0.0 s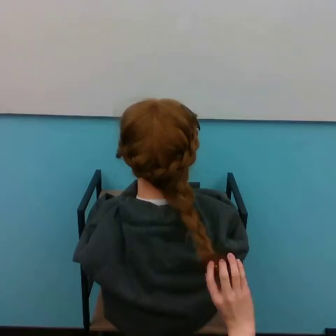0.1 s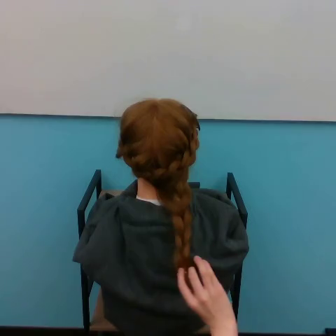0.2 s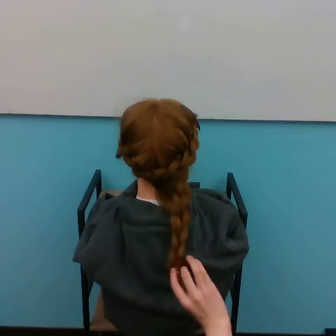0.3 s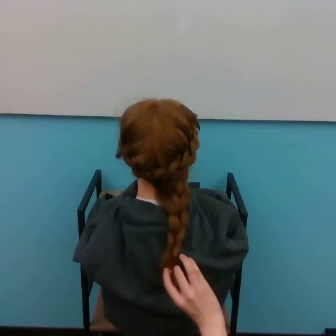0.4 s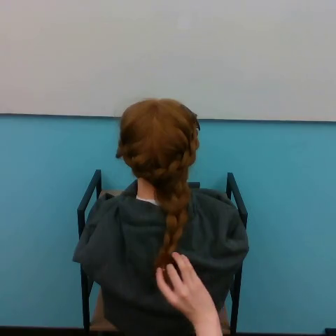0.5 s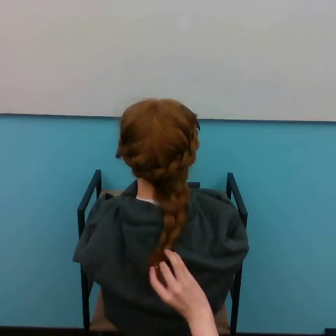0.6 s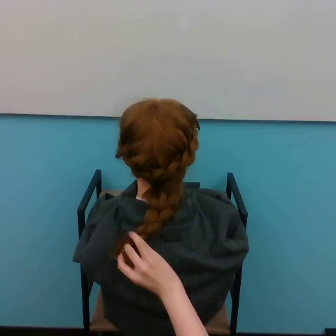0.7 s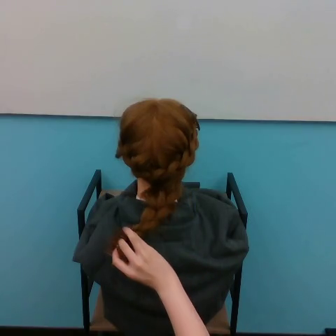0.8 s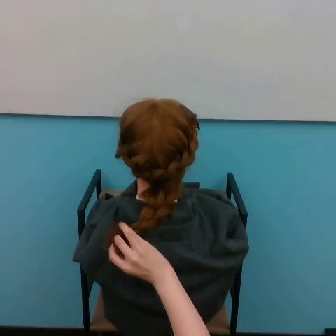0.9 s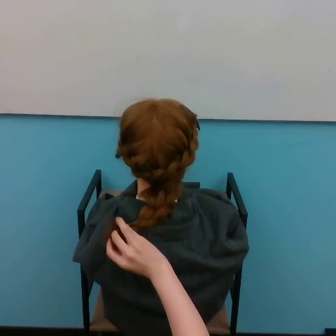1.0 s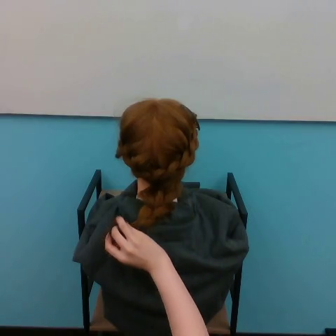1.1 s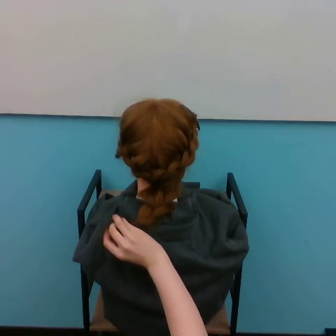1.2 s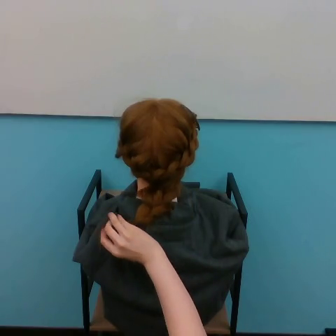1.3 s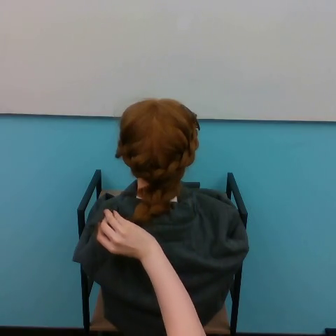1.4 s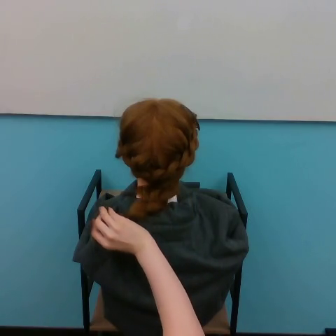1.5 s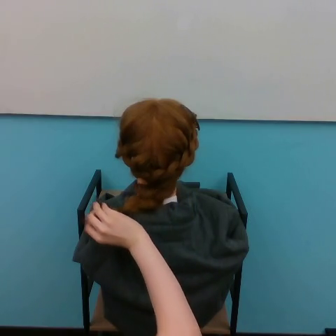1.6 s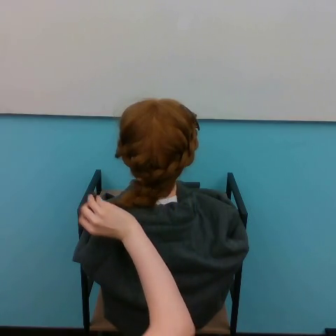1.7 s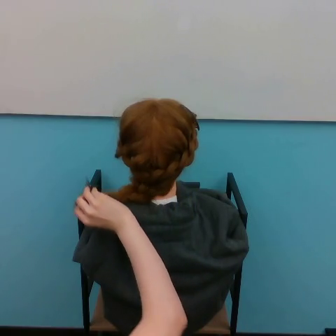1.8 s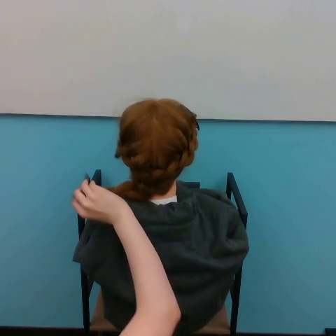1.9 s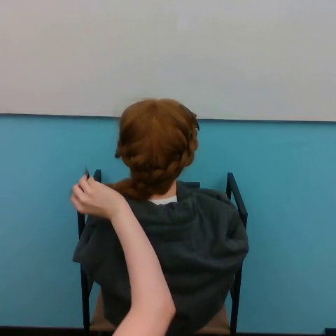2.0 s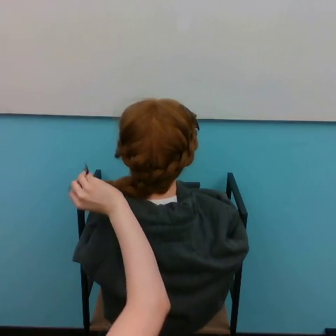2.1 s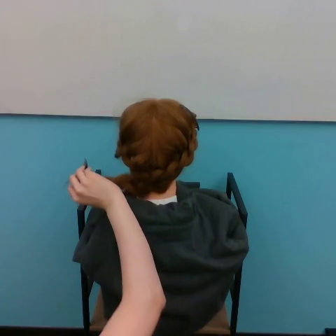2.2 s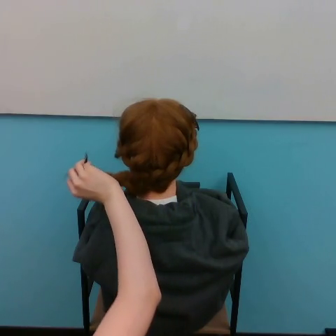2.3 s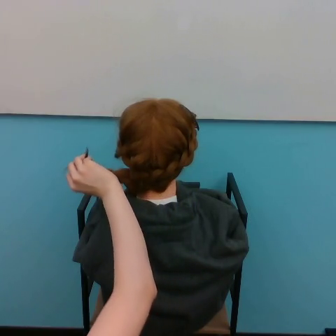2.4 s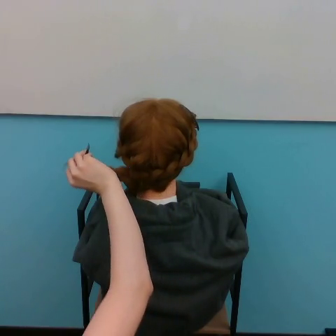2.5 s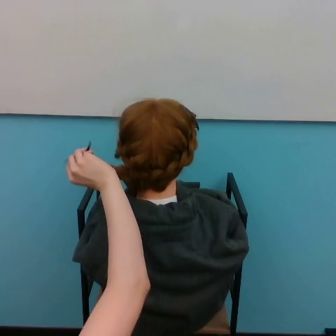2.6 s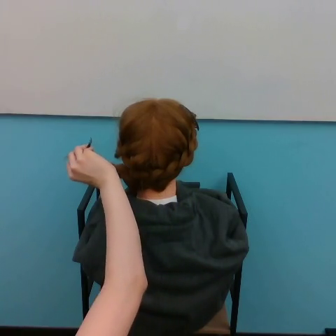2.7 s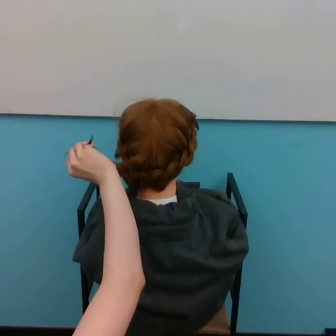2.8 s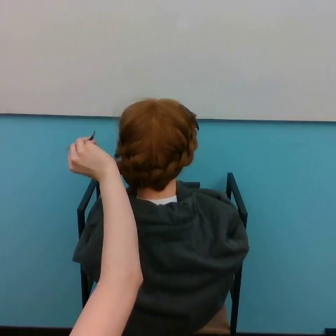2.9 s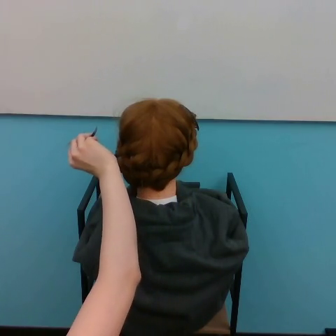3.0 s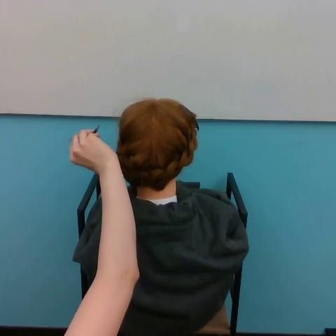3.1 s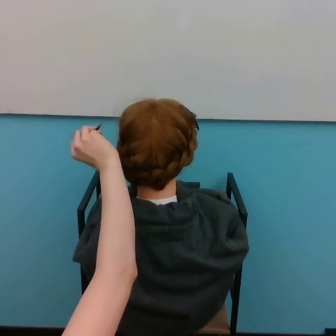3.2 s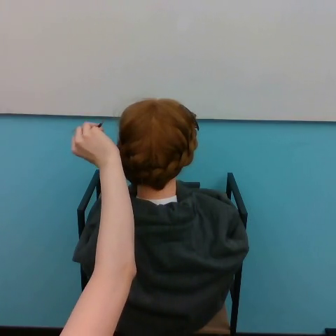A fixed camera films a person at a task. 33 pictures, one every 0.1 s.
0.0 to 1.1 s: The hand goes to the left and upward.
1.1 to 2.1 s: The hand goes upward and to the left.
2.1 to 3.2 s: The hand goes upward.
Task: style hair.
